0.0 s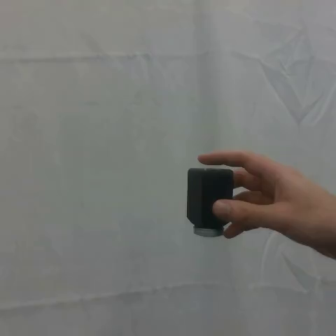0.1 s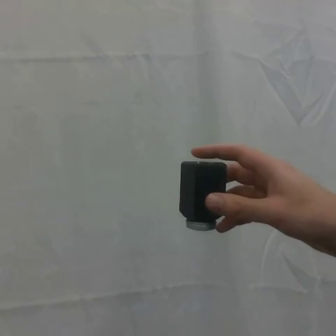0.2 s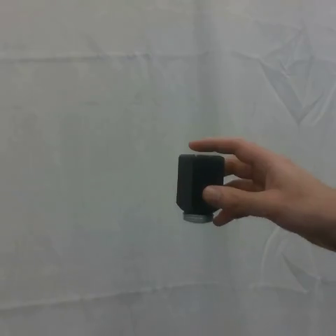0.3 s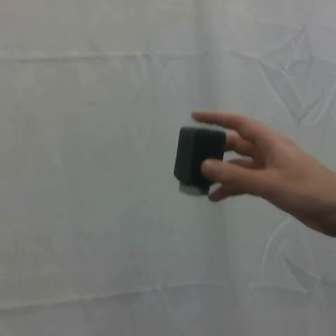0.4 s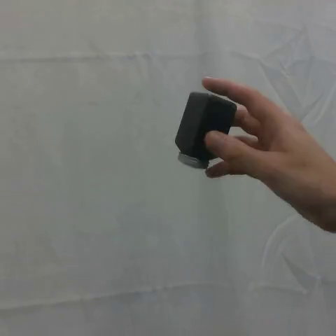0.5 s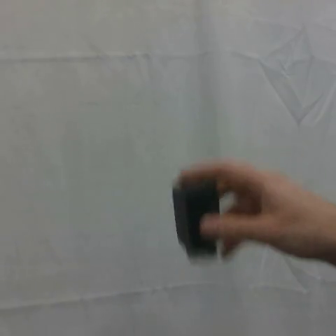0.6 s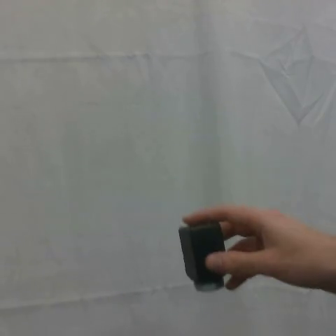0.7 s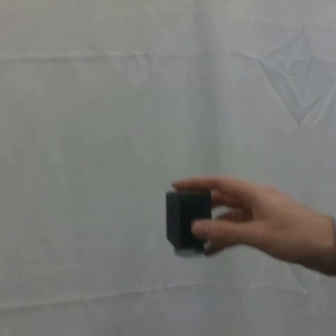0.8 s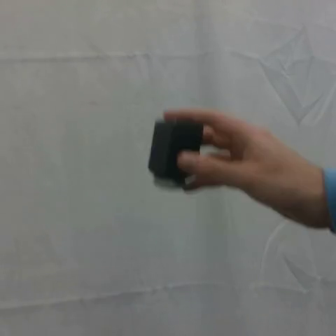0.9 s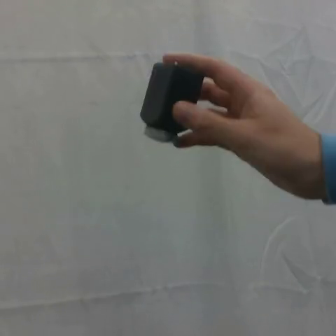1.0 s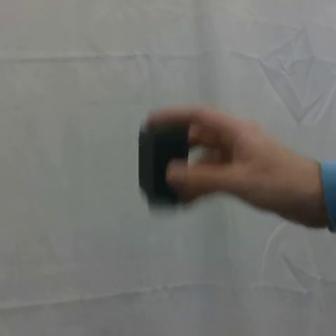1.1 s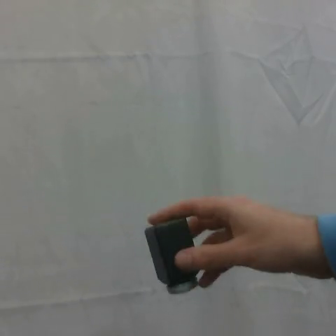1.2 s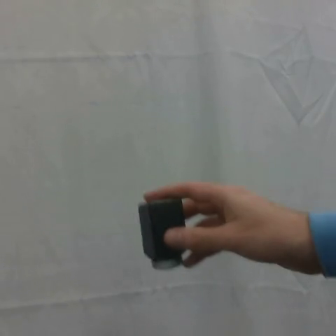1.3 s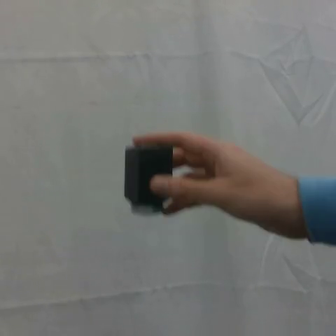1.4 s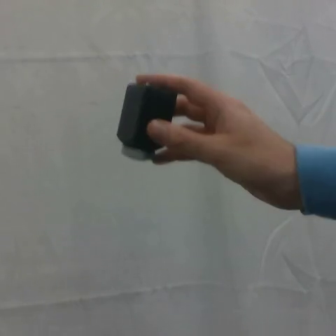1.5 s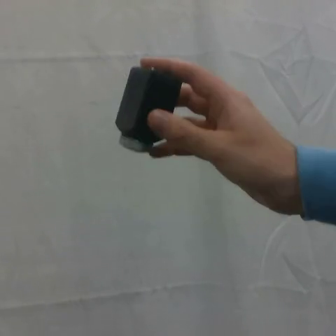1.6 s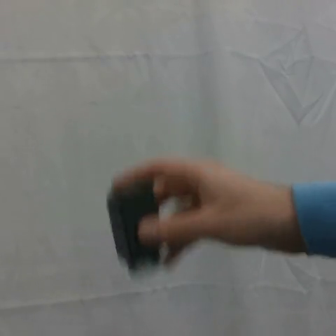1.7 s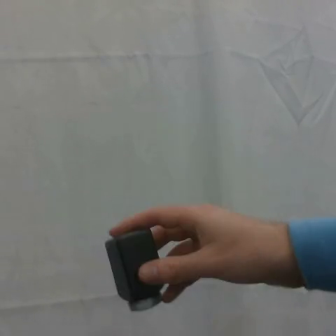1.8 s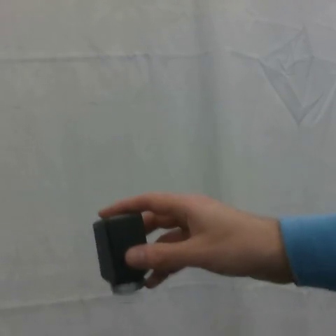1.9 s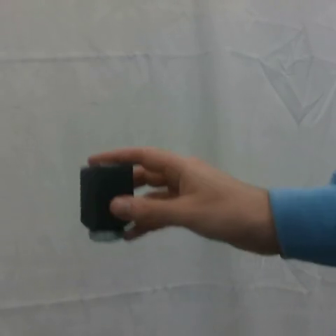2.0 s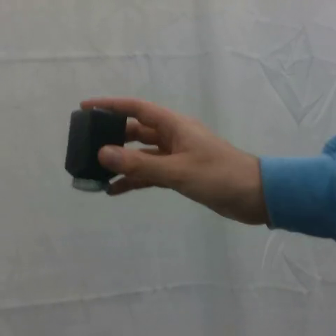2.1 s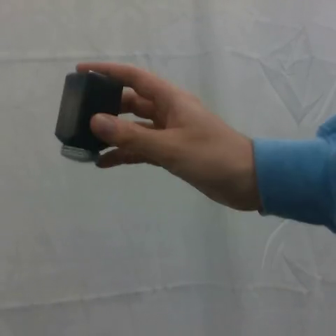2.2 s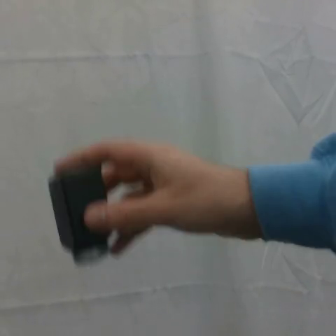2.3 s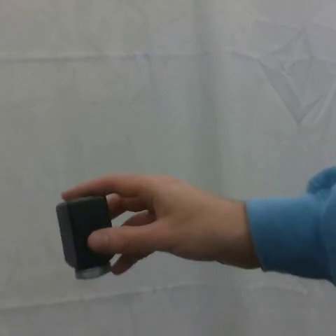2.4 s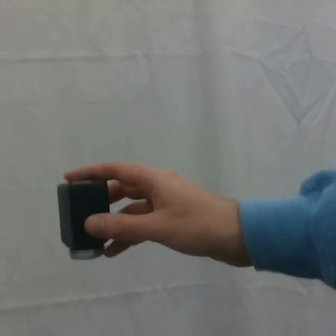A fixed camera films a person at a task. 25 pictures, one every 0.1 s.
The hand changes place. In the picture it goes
to the left.
0.0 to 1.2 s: The hand goes upward and to the left, then downward.
1.2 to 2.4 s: The hand goes upward and to the left, then downward.
Task: shake the salt shaker.
Motion: move up and down four times.
